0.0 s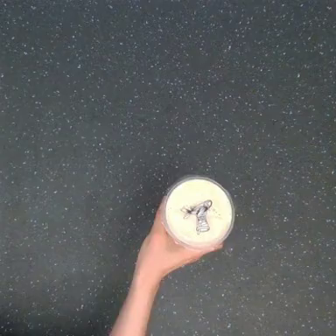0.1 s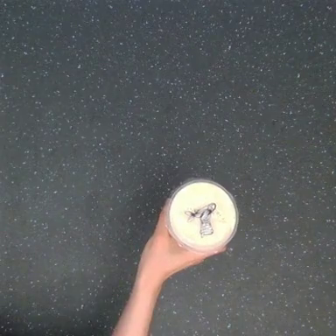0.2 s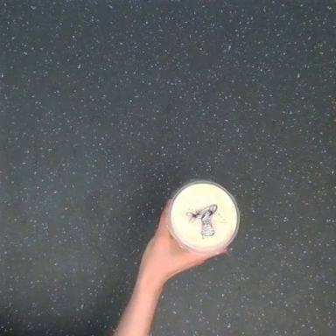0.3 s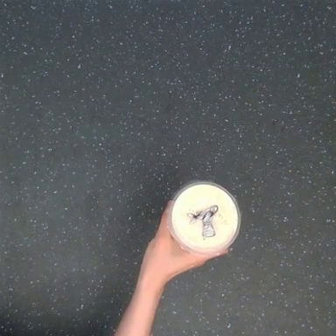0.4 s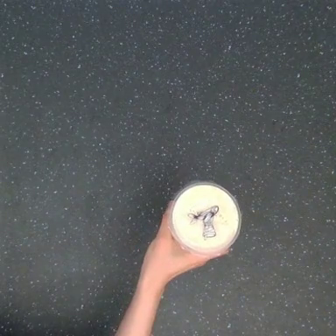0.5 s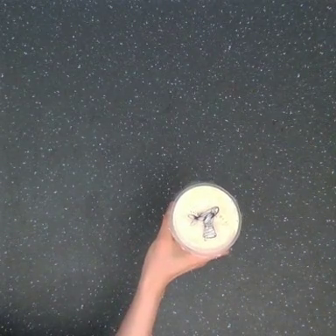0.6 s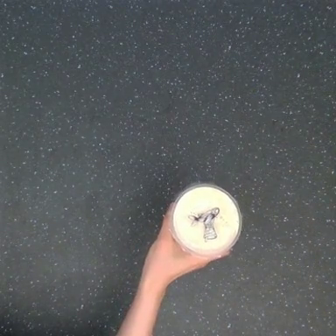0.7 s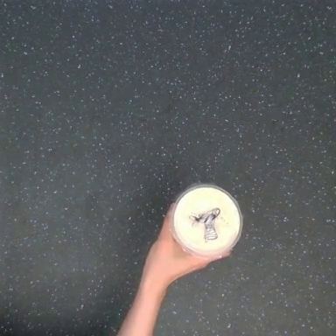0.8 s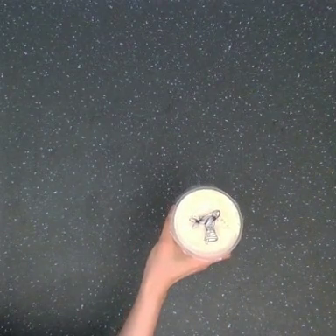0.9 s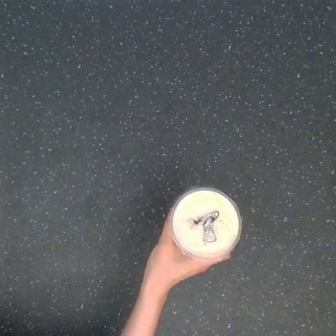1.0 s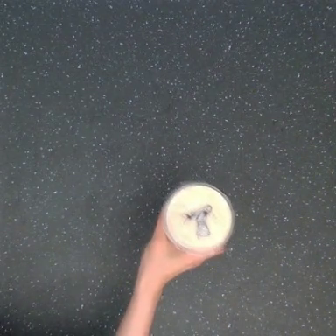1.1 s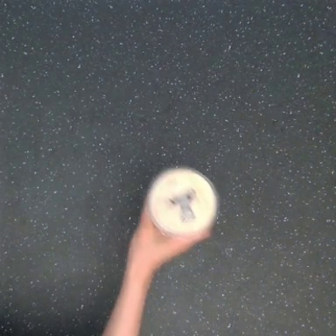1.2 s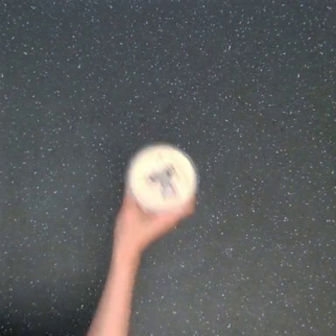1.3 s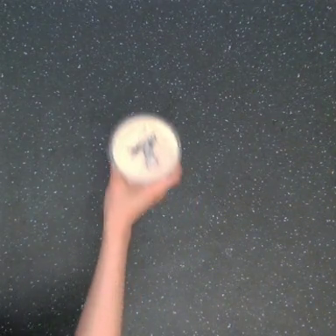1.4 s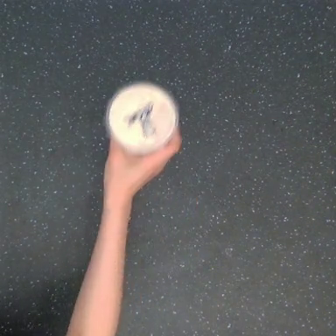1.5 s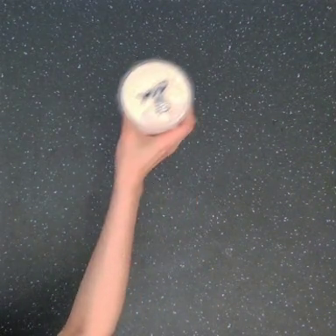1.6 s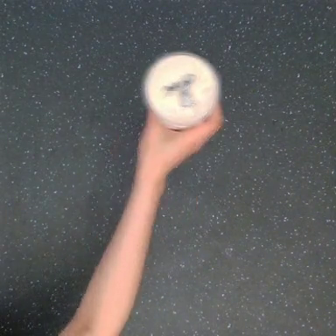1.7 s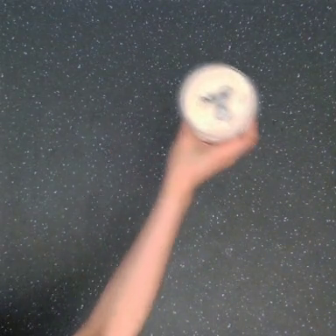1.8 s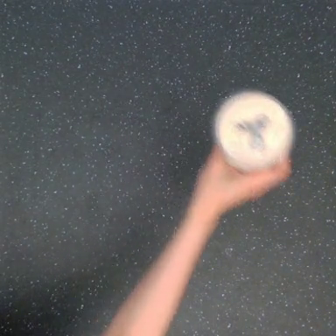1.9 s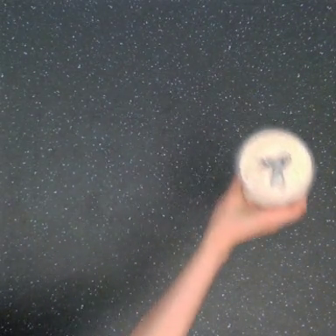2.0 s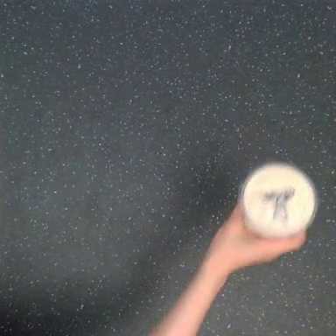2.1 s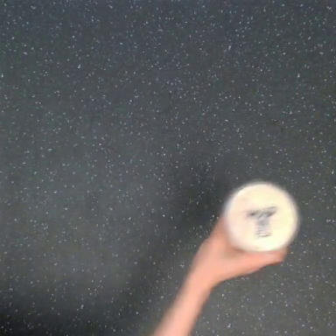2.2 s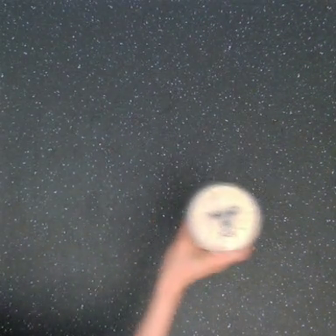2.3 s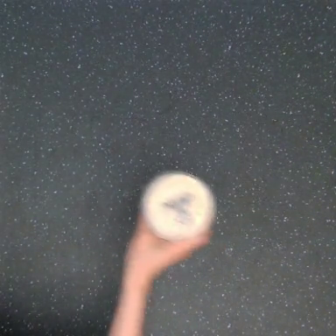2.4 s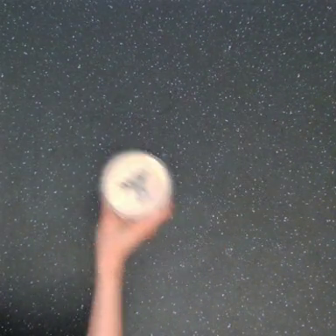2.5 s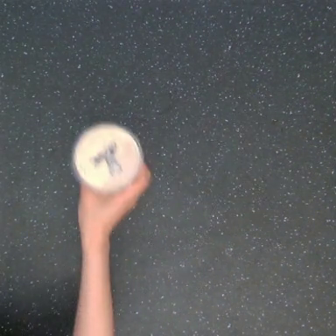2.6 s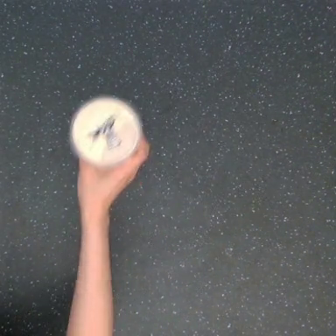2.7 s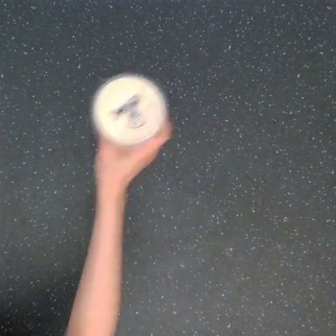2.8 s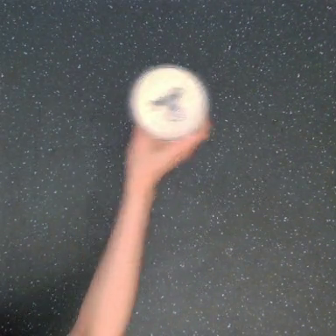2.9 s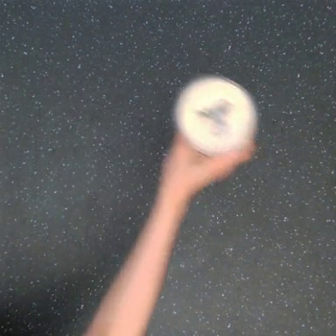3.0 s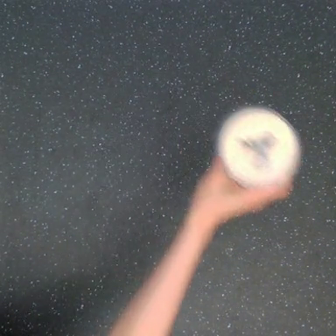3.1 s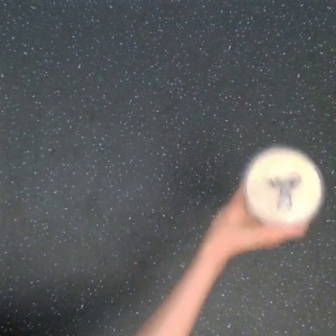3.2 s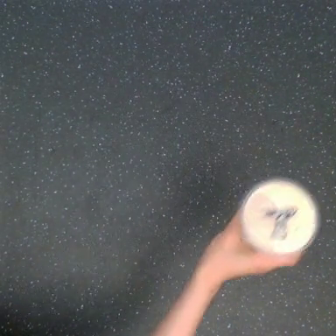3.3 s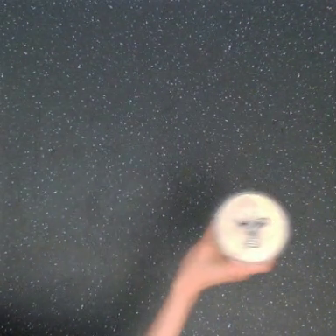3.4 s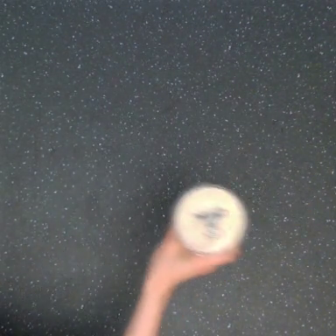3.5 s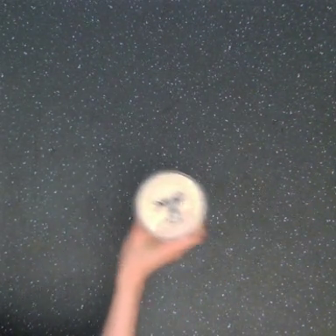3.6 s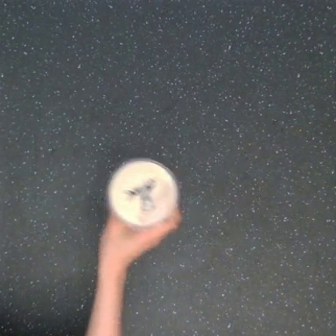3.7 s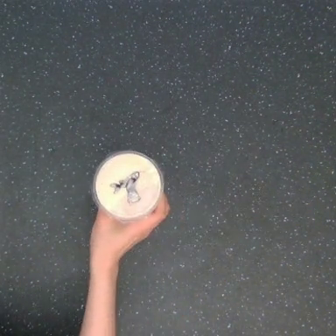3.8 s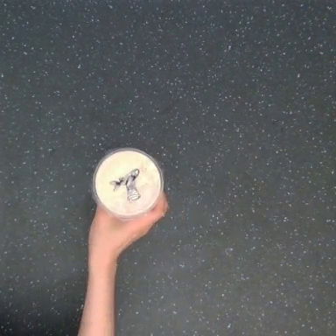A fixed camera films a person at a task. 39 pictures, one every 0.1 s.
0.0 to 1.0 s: The hand moves only a little.
1.0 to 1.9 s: The hand goes upward, then to the right and downward.
1.9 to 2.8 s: The hand goes to the left, then to the right, on a clockwise arc.
2.8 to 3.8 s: The hand goes downward and to the right, then to the left.
In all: It circles clockwise, turning through about 810 degrees.
Task: shake the boba.
Motion: make 2 circular motions clockwise.
